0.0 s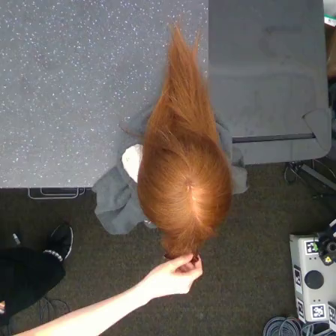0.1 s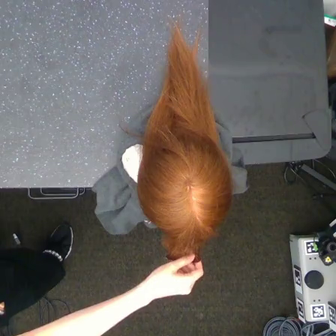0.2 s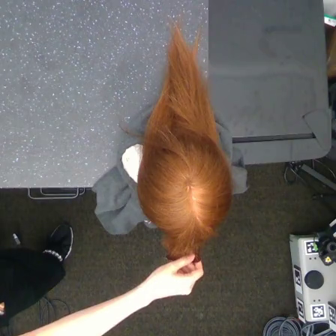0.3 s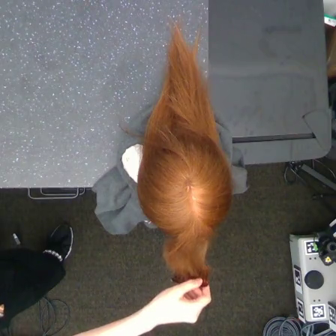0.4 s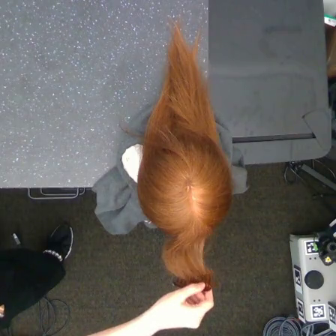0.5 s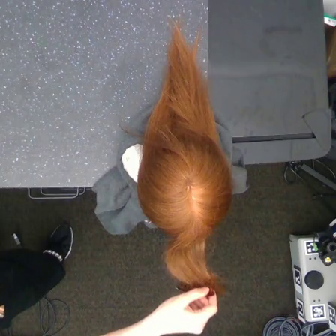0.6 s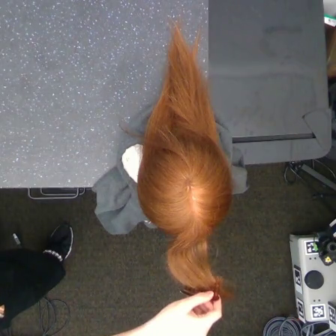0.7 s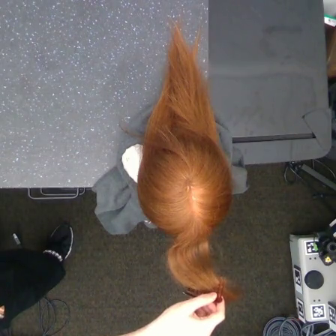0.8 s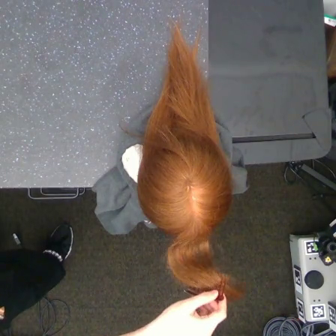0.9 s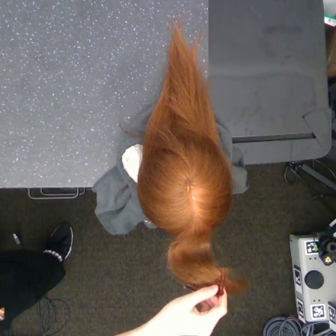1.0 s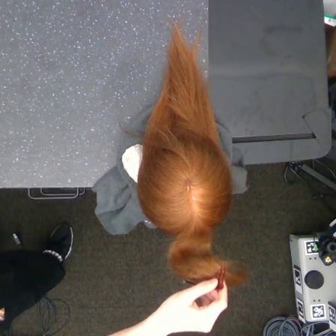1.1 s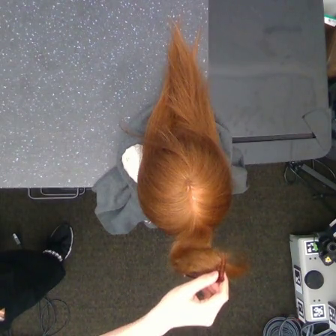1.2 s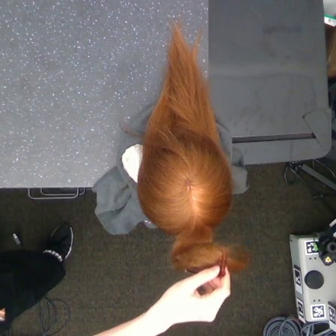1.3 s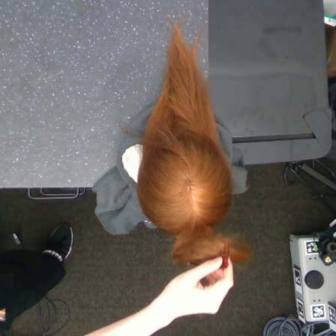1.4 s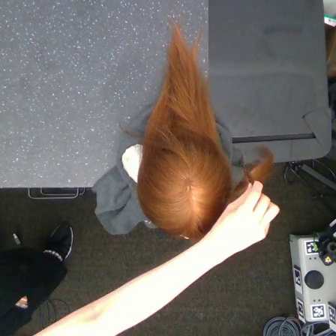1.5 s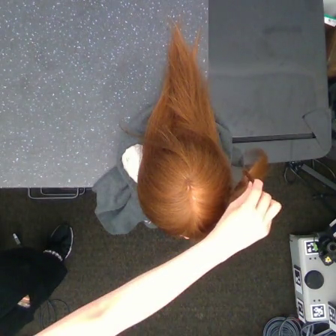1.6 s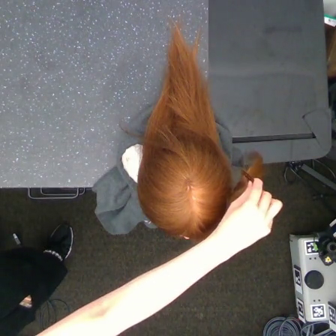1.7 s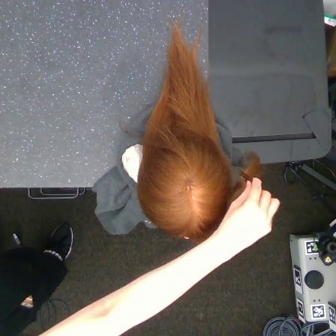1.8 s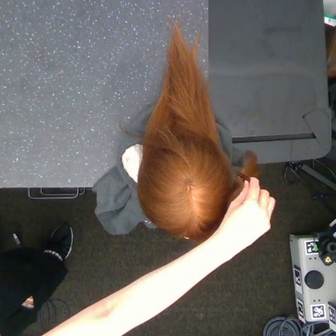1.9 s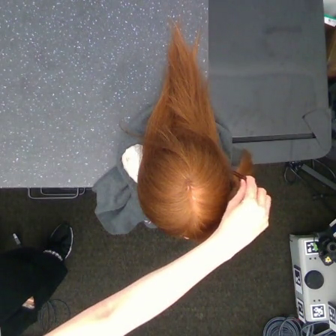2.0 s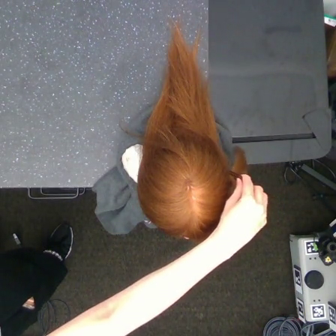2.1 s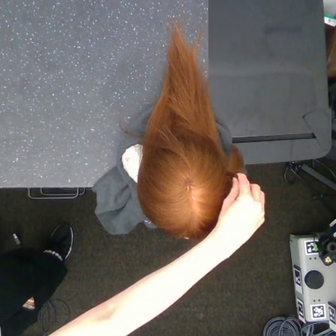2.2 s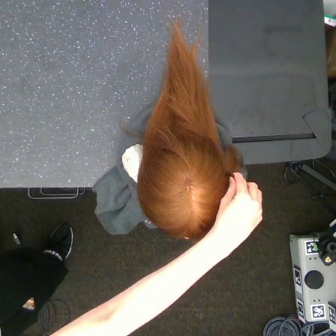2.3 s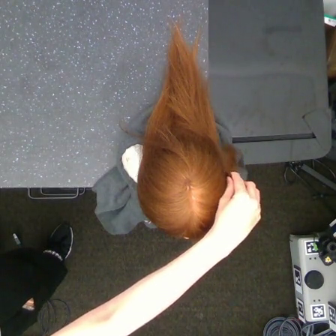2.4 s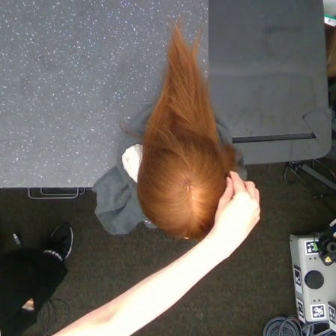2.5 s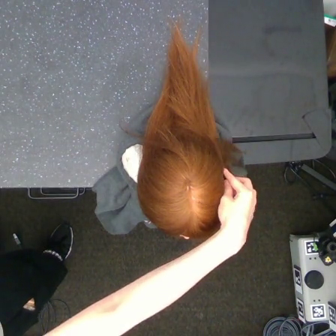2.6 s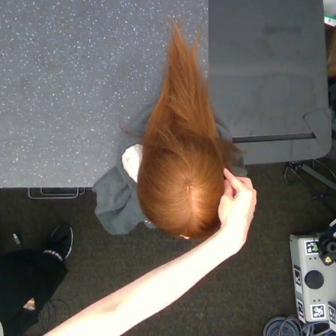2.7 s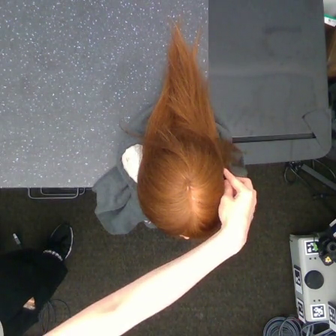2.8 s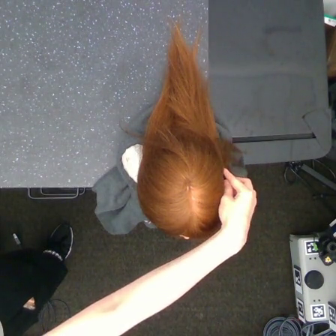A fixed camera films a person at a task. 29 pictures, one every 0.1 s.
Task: tidy front hair.
Motion: move downward, move upward and to the right, then move upward and to the left shortly.
0.0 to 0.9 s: The hand goes downward.
0.9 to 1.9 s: The hand goes upward and to the right.
1.9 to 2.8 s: The hand goes to the left.
